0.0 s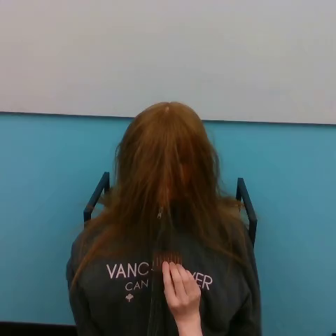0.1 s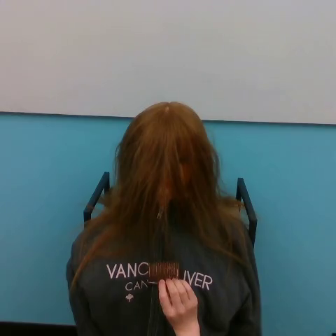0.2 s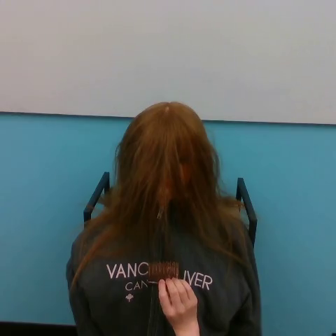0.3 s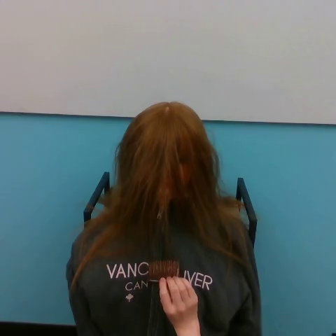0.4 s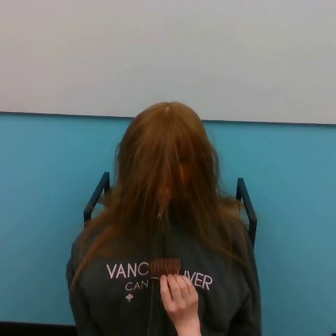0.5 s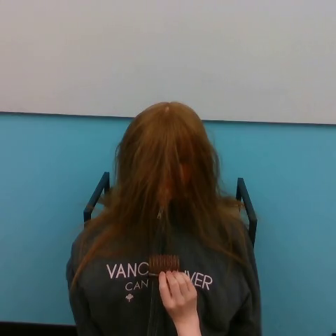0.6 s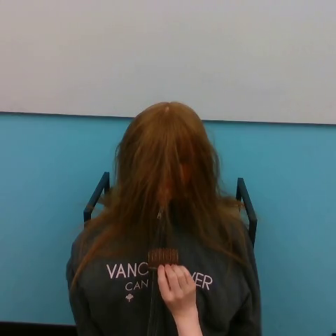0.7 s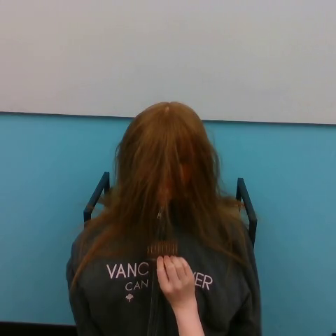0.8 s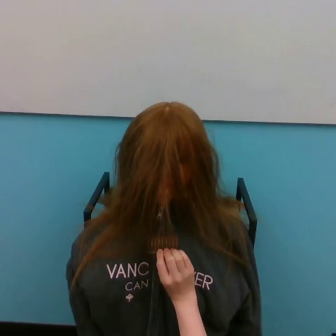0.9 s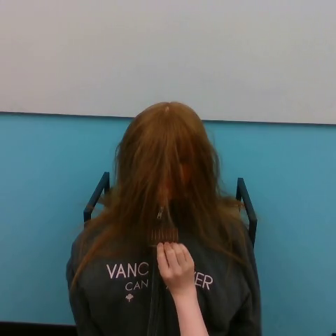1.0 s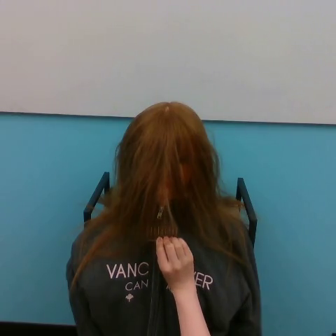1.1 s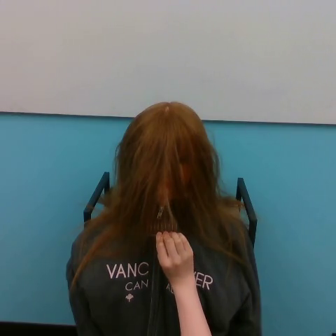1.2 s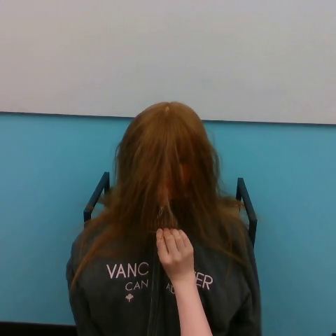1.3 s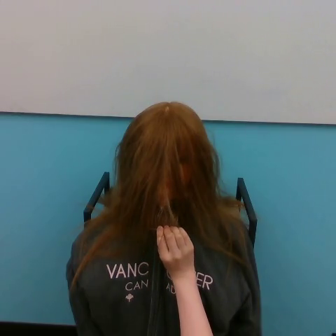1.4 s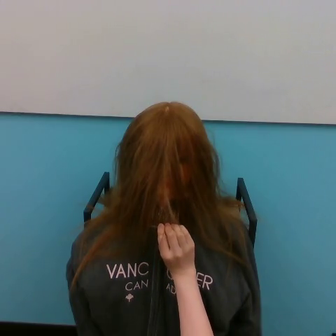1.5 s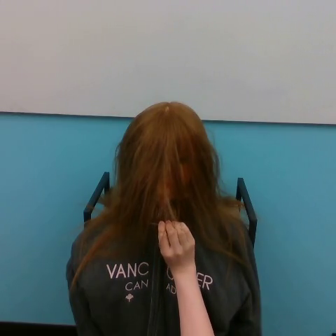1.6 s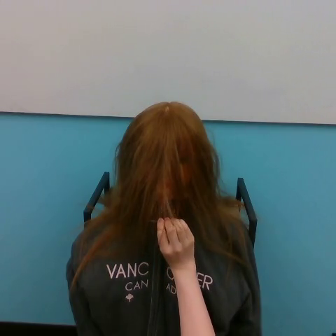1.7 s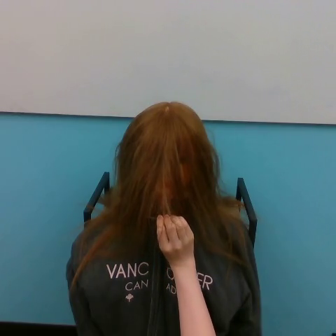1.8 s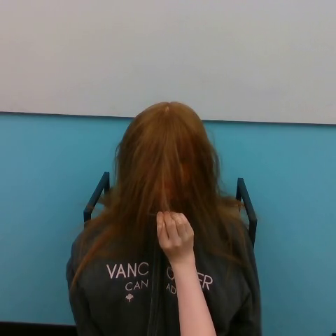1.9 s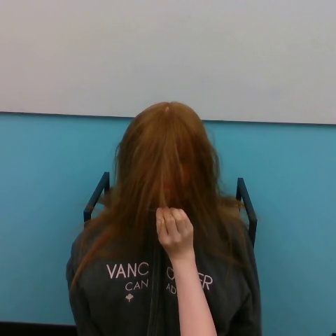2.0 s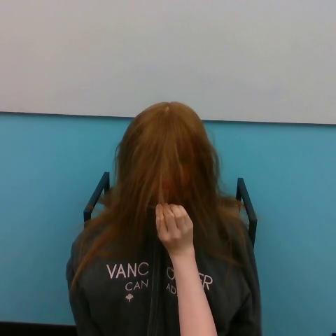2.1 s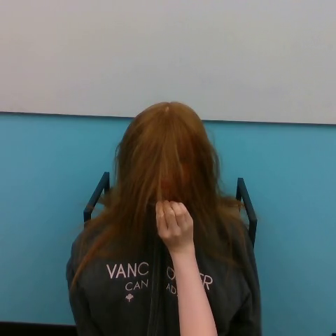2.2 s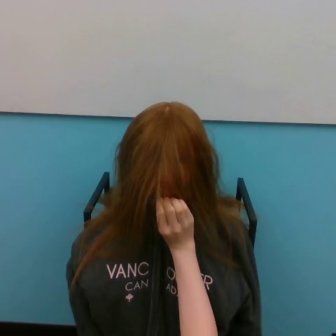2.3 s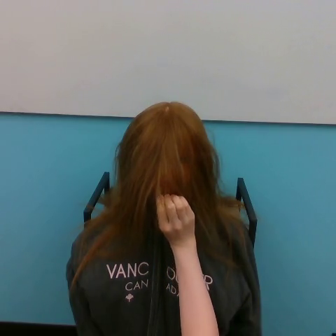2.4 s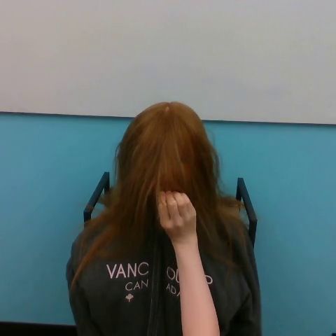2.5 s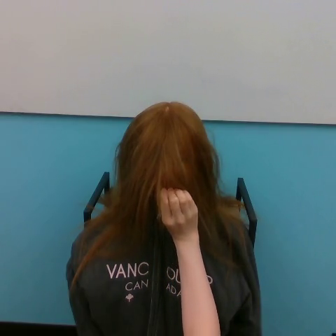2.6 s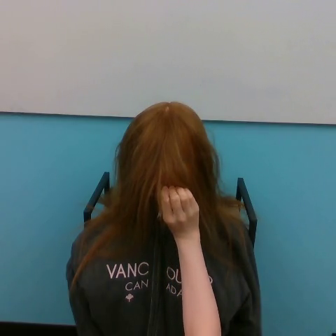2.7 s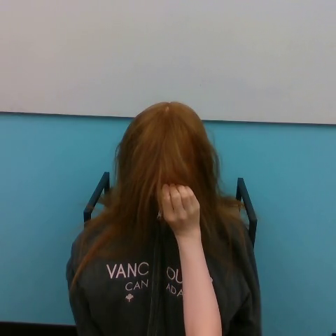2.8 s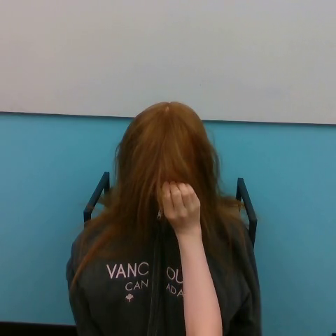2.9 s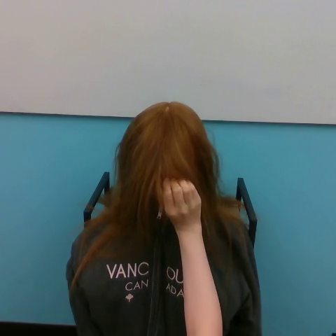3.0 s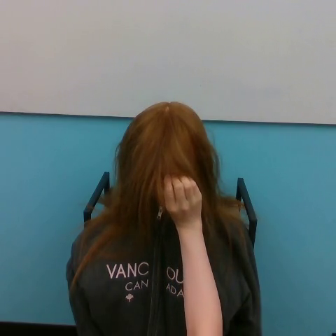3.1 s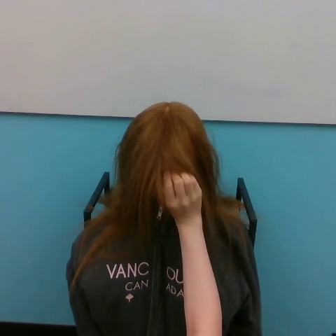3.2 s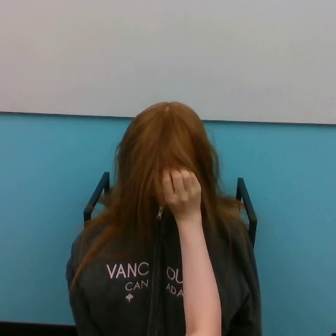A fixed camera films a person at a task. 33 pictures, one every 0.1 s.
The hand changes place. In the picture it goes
upward.
0.0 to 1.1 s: The hand goes upward.
1.1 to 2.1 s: The hand goes upward.
2.1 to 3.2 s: The hand goes upward.
Task: brush hair.
